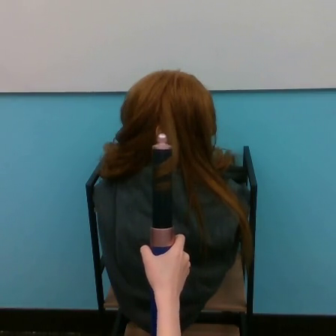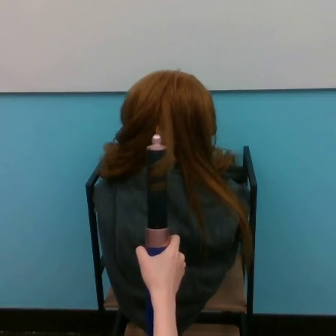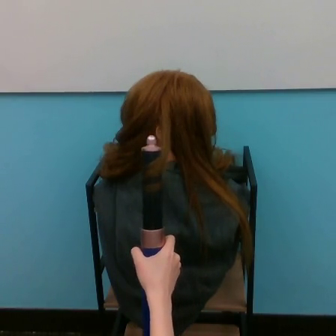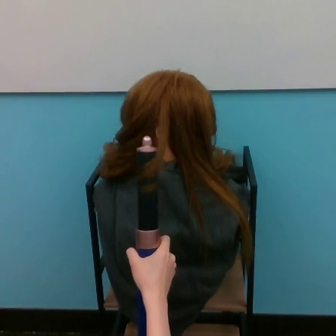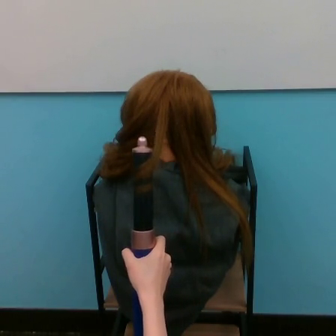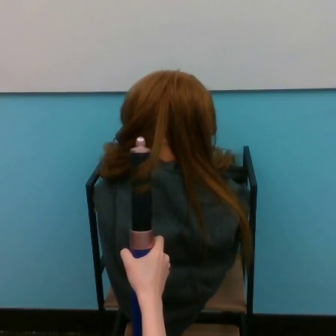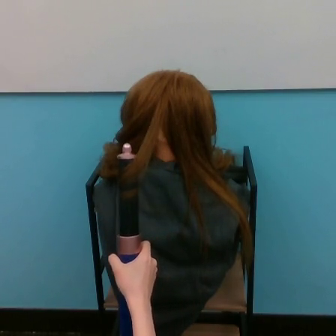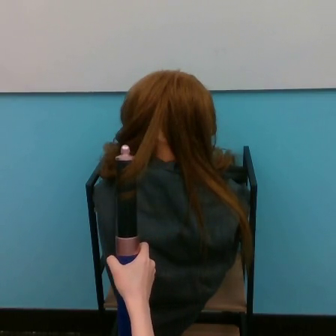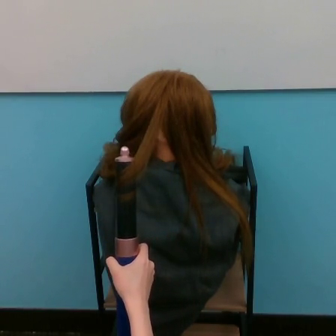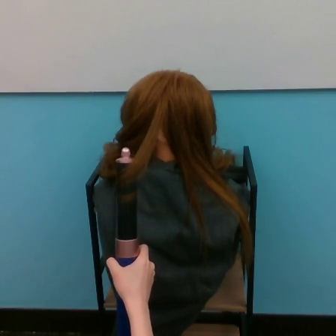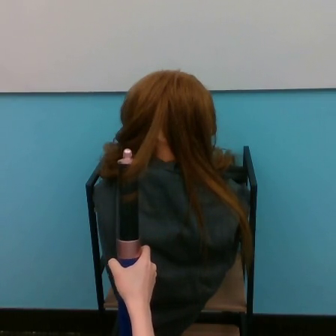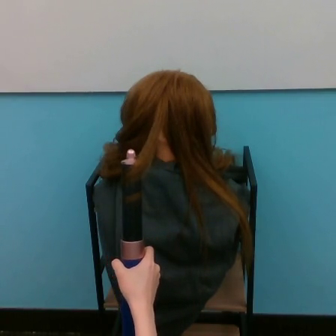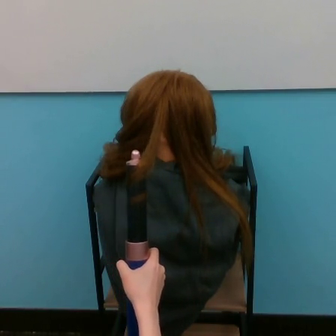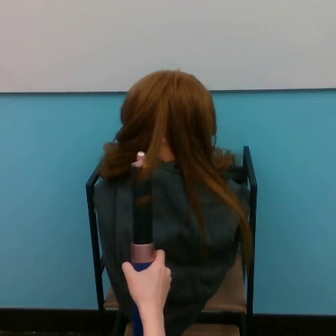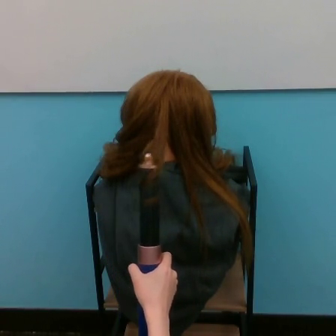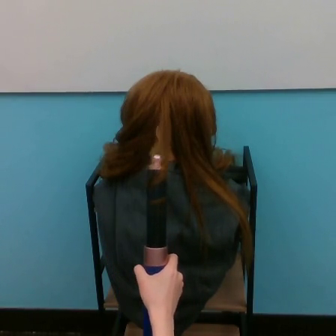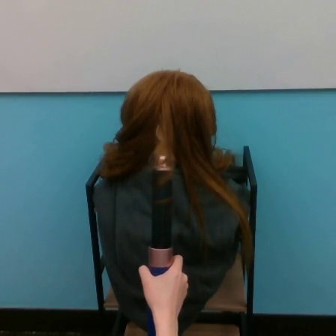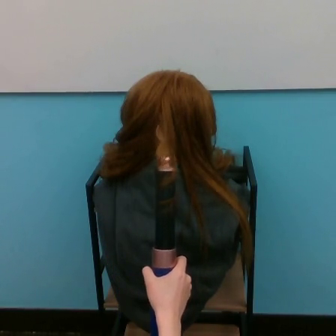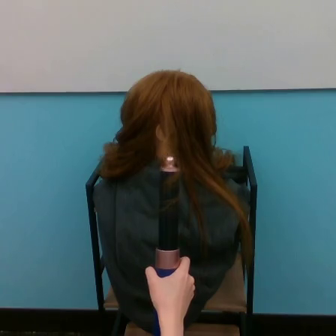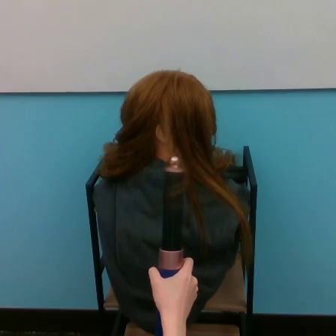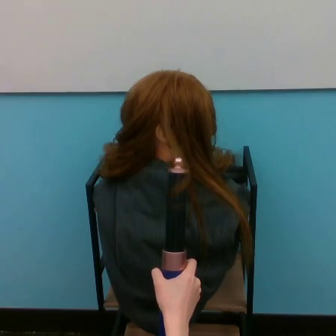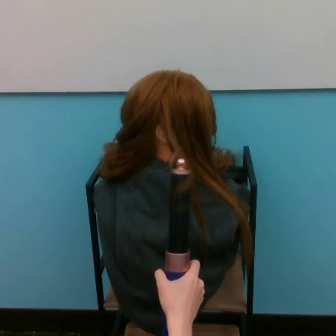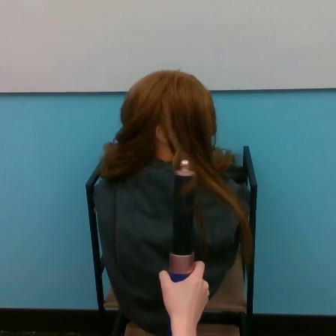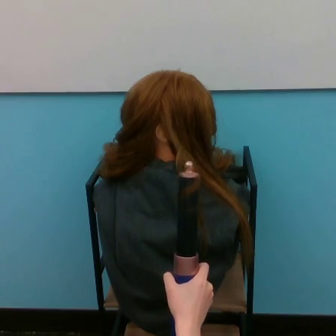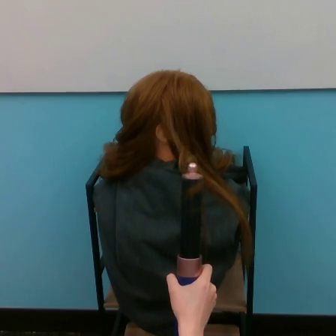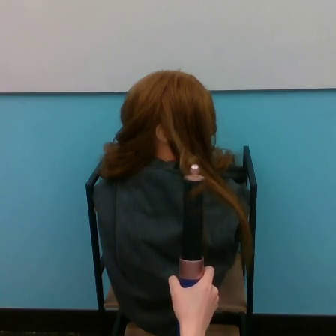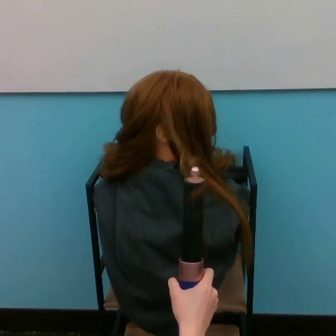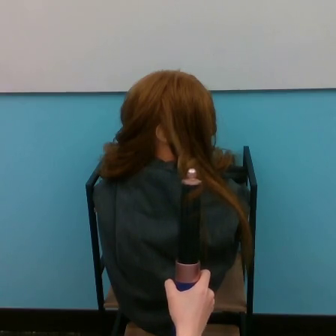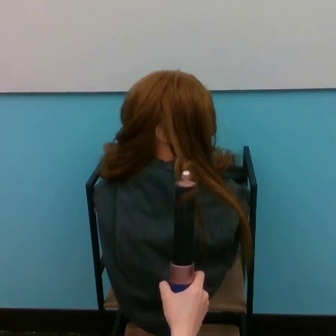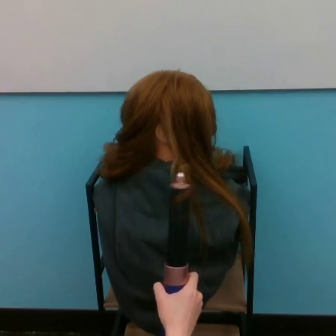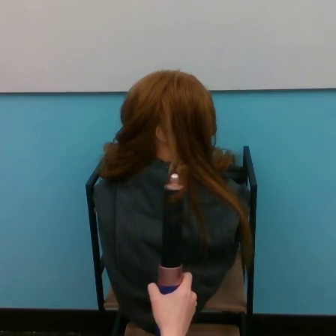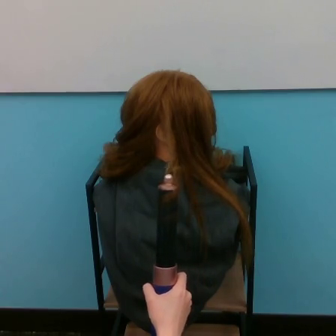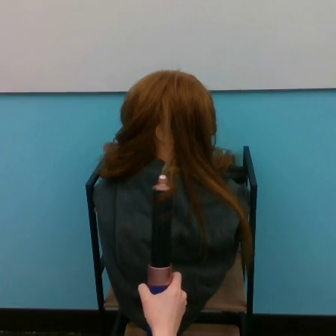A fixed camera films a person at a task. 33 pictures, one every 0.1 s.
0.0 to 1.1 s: The hand goes to the left.
1.1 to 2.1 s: The hand goes to the right.
2.1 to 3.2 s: The hand goes to the left, on a clockwise arc.
Task: curl hair.
